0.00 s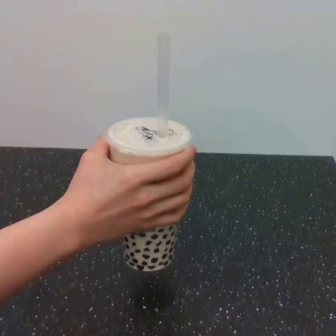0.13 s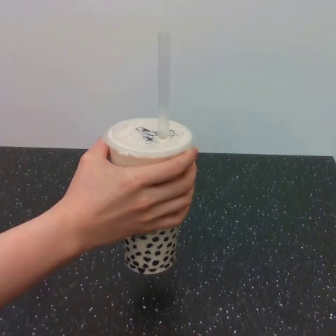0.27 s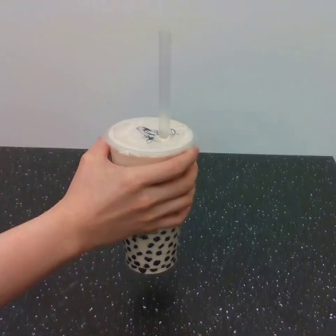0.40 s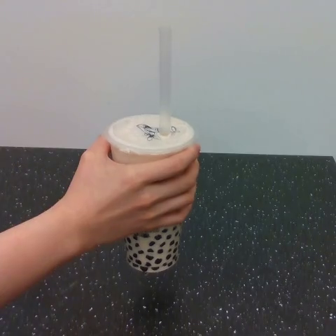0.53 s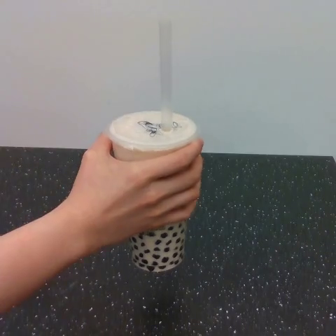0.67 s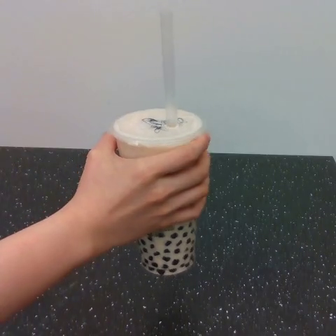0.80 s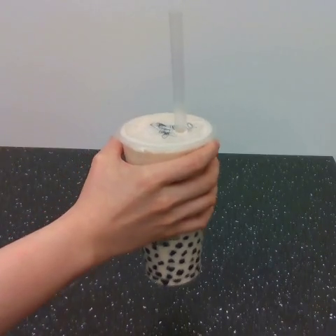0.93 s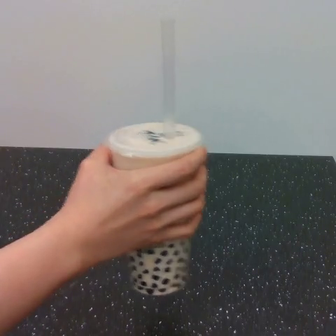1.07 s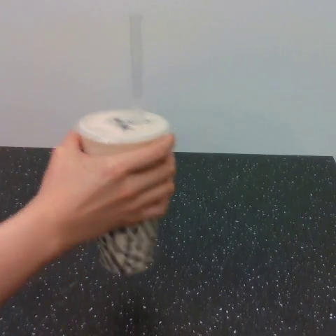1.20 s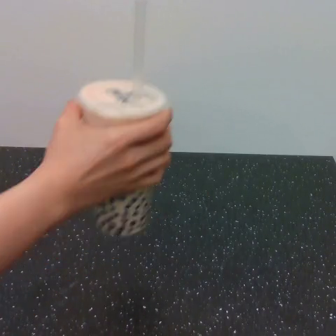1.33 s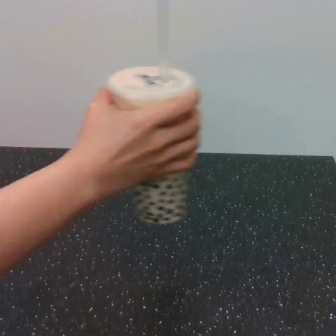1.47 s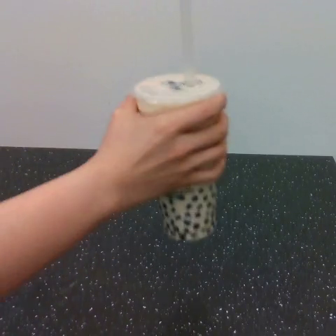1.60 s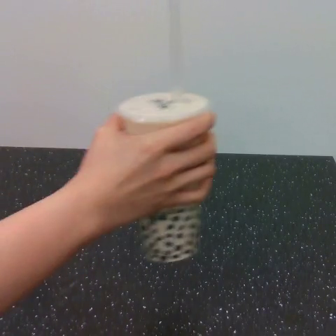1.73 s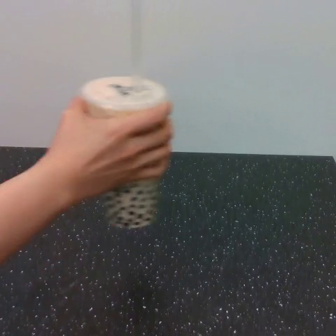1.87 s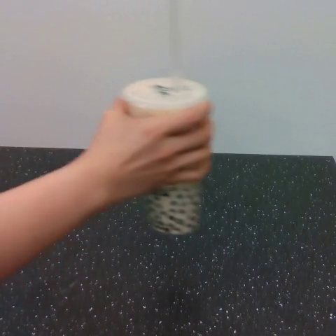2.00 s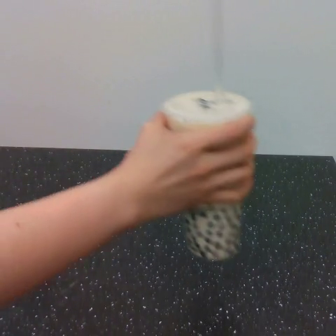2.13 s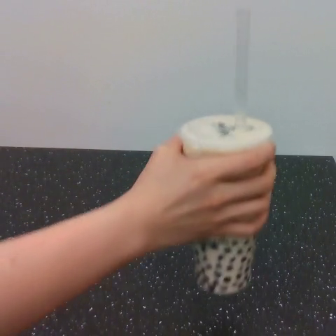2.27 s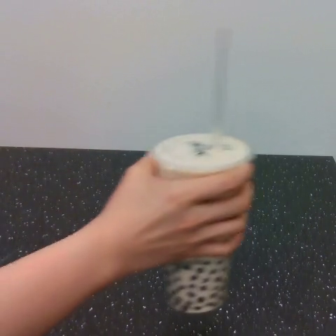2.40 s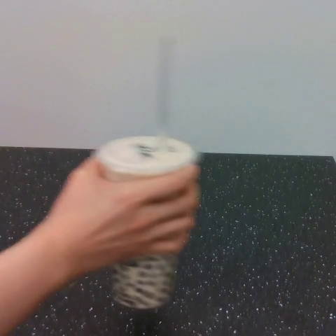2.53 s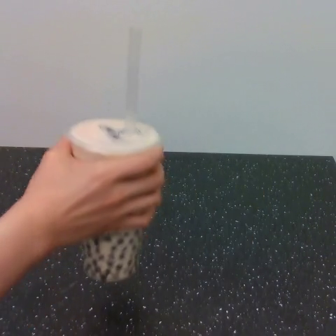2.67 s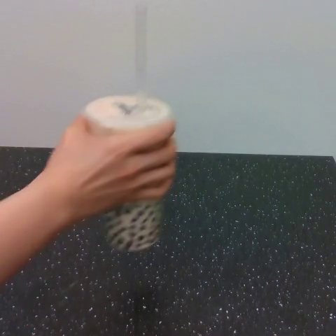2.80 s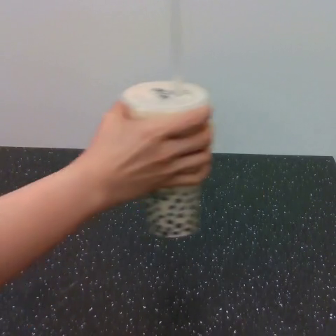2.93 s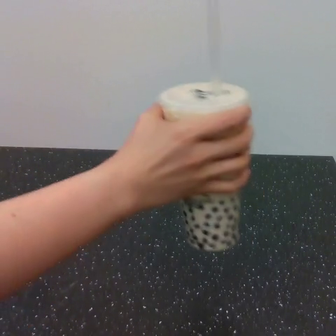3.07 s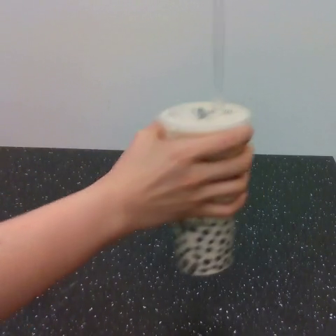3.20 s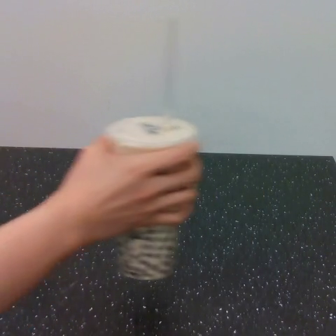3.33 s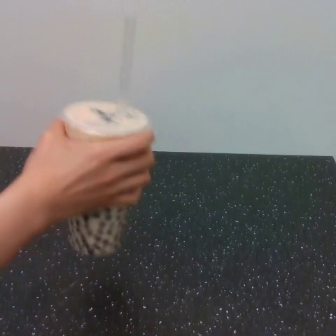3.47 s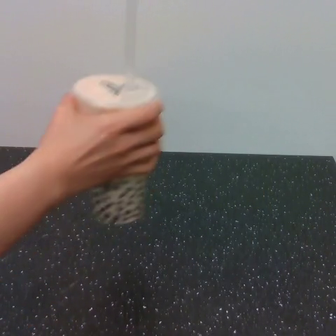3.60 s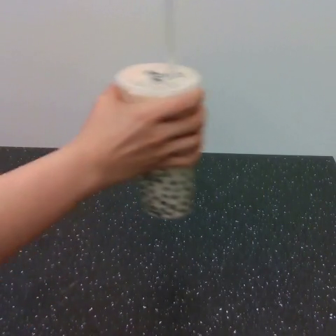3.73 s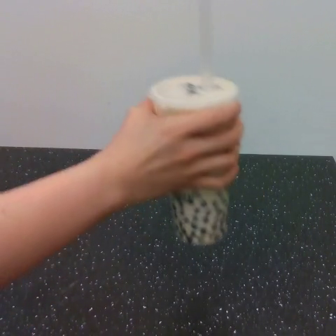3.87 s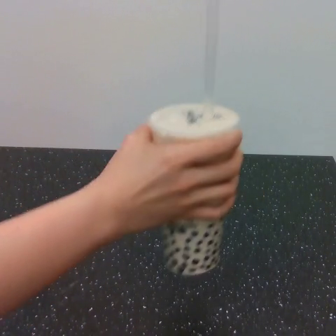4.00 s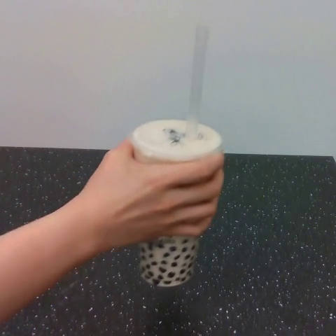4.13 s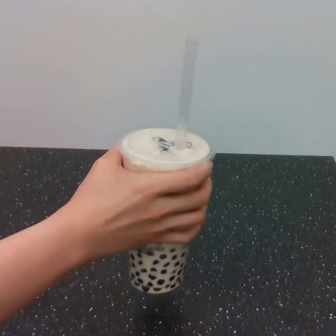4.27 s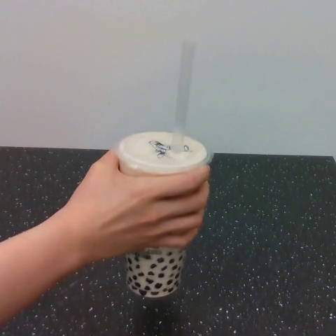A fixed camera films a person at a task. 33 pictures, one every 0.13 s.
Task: shake the boba.
Motion: make 5 circular motions clockwise.
0.00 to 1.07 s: The hand goes to the left, on a clockwise arc.
1.07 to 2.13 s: The hand goes to the right, on a clockwise arc.
2.13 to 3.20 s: The hand goes to the left, then to the right, on a clockwise arc.
3.20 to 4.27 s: The hand goes upward and to the right, then downward, on a clockwise arc.
